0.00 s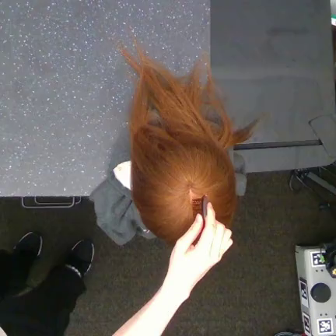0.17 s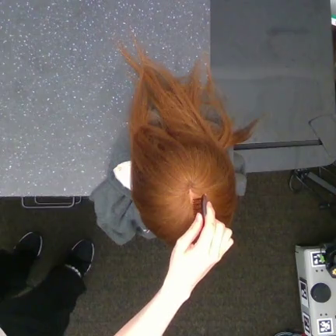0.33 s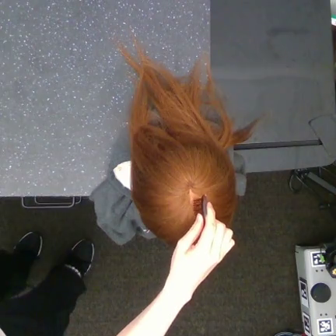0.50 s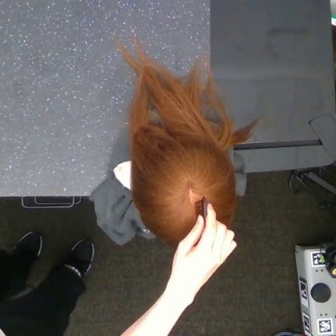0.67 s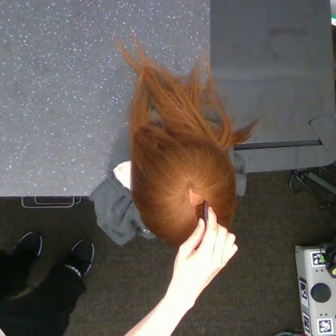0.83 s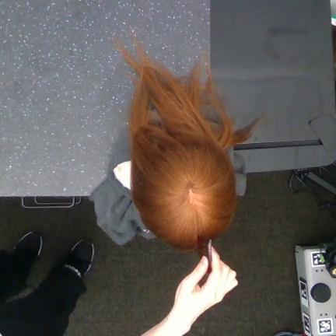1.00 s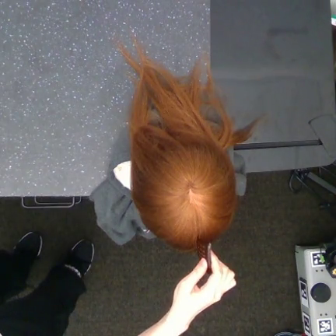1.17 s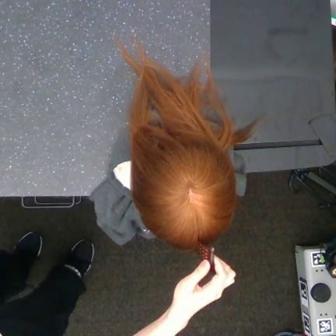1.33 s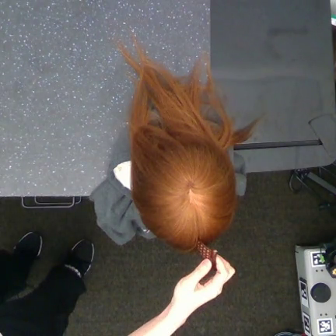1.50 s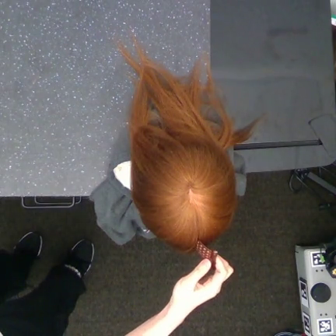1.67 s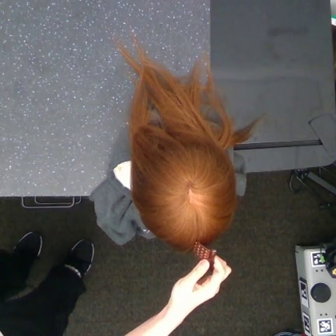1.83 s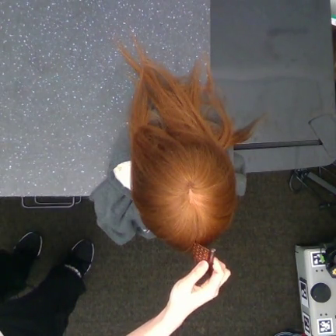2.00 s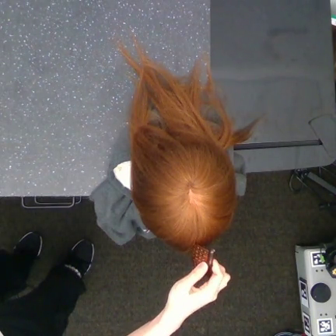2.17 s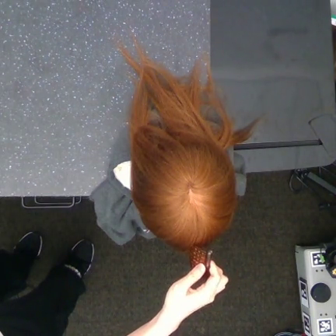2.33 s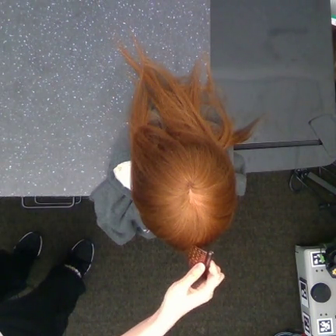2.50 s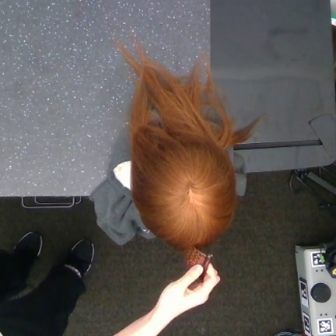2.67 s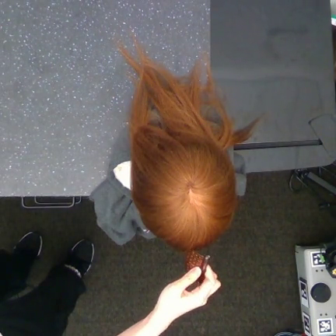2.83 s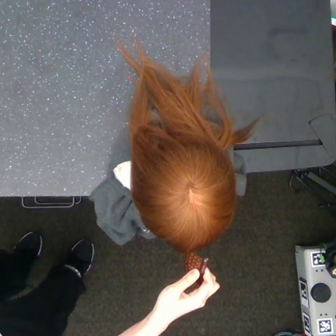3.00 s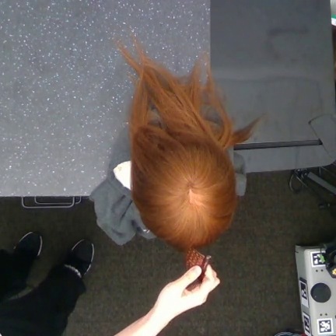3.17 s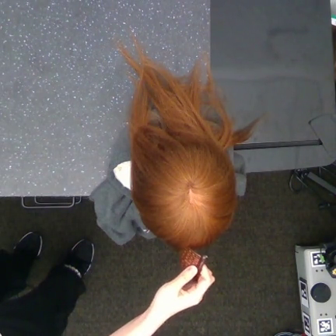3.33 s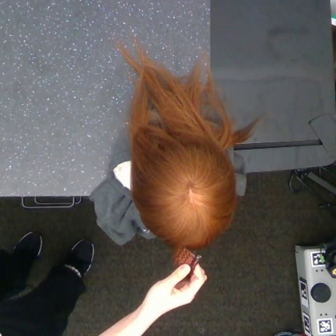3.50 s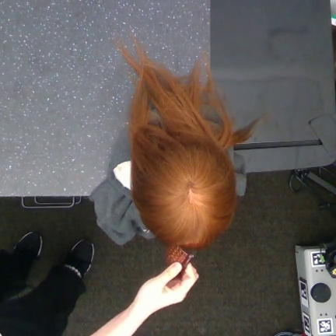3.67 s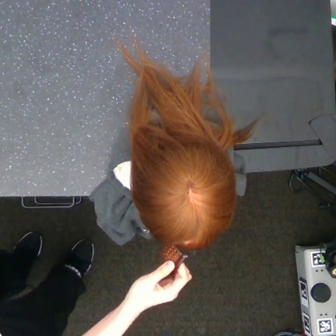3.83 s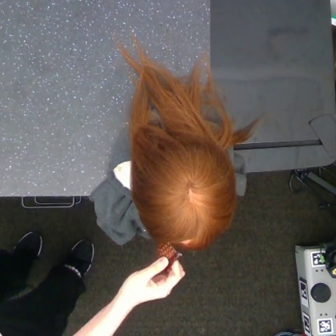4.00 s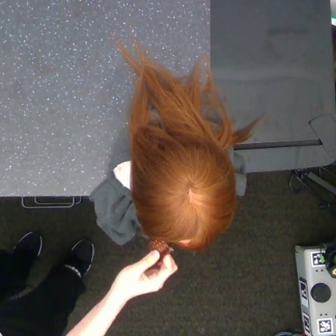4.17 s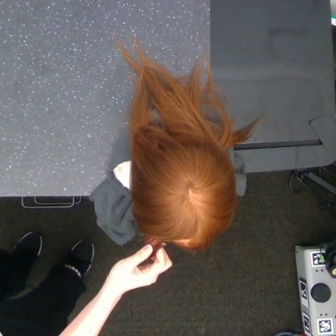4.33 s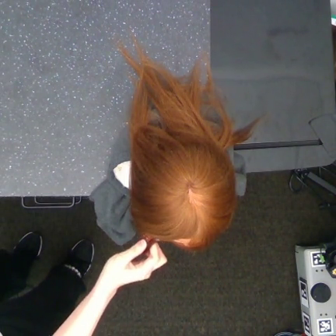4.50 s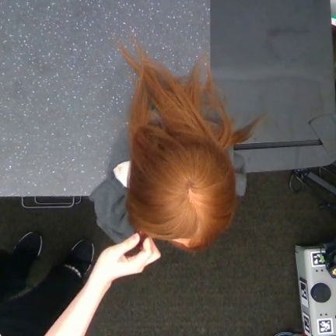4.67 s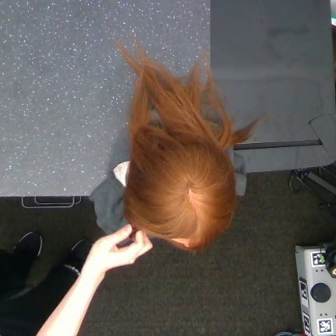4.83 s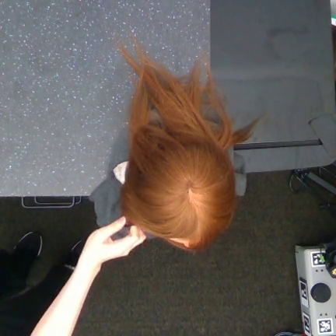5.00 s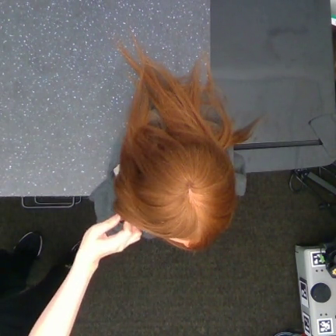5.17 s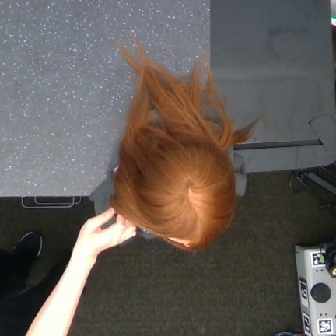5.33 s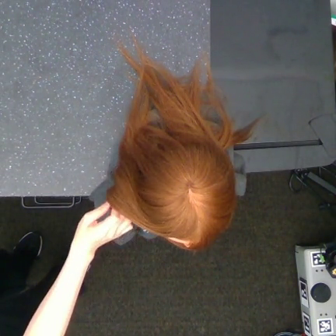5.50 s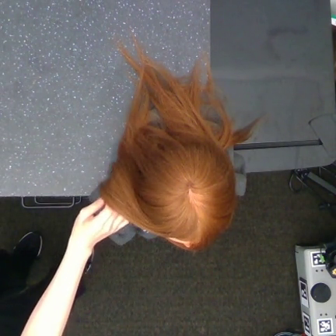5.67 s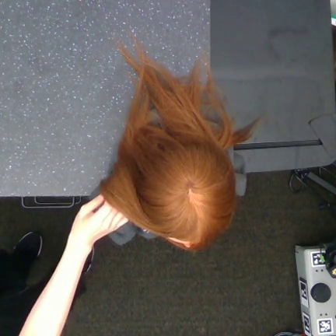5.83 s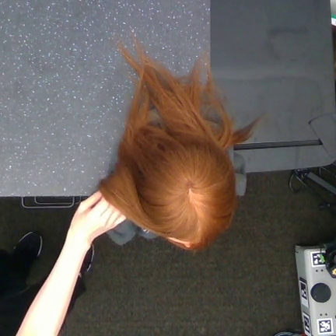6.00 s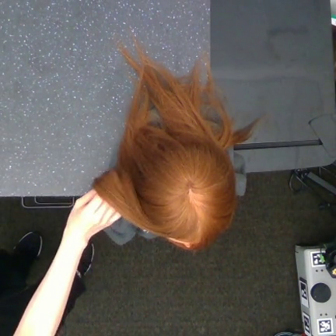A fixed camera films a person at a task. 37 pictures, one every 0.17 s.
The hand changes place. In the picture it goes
to the left.
0.00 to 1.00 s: The hand goes downward.
1.00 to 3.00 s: The hand goes to the left.
3.00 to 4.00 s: The hand goes to the left.
4.00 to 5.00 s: The hand goes to the left and upward.
5.00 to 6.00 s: The hand goes upward and to the left.
Task: part hair.
Motion: move downward, then move upward and to the left following convex curve.
